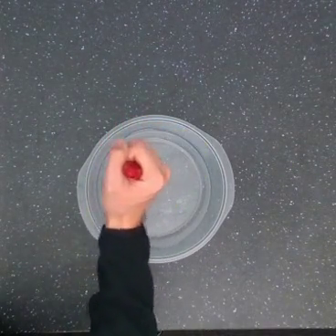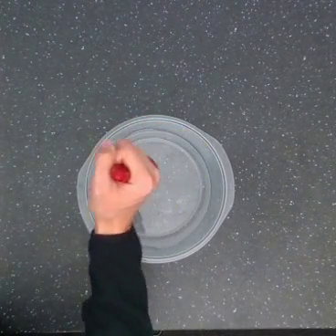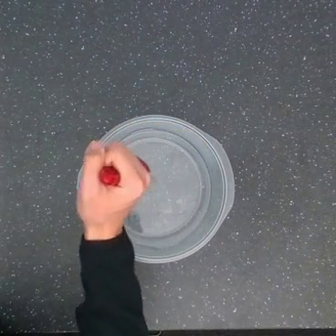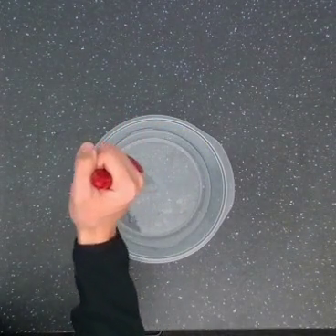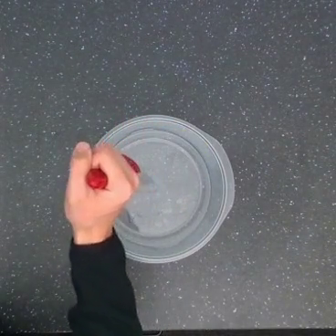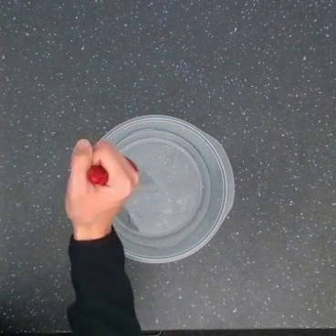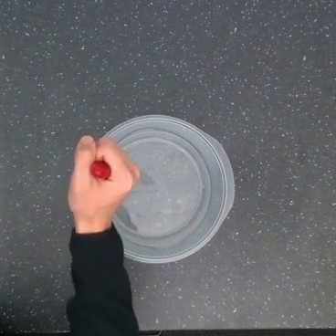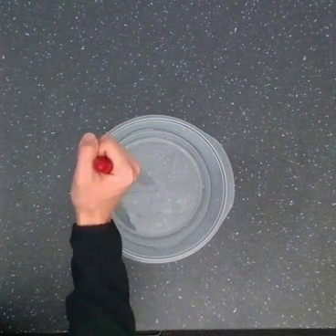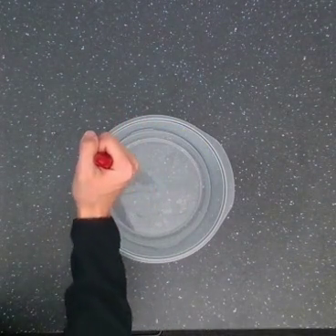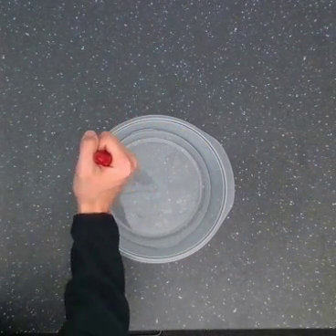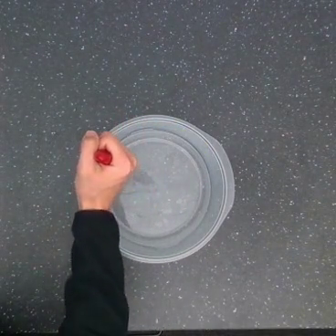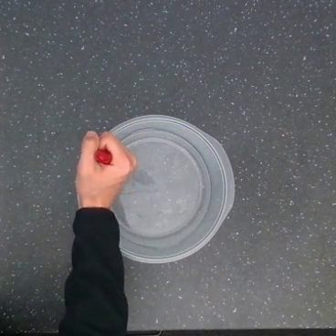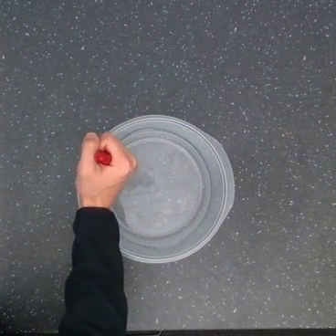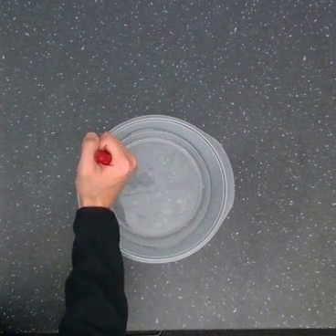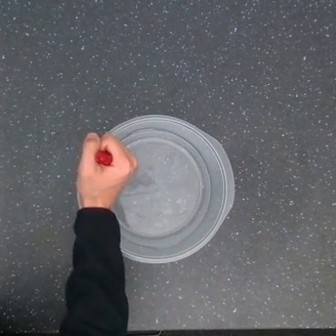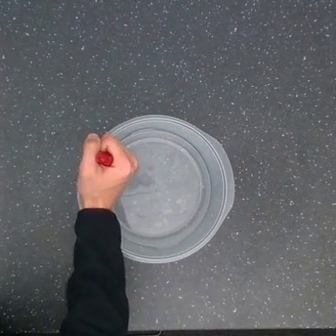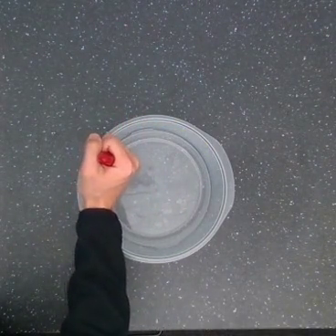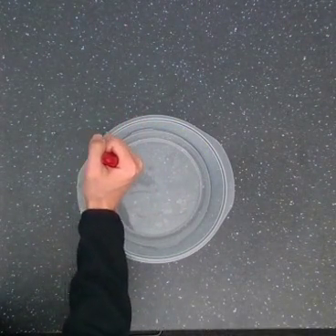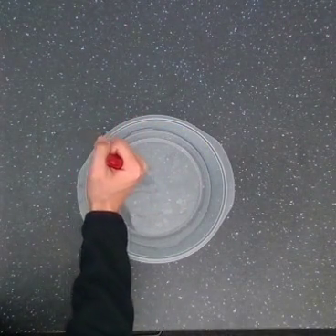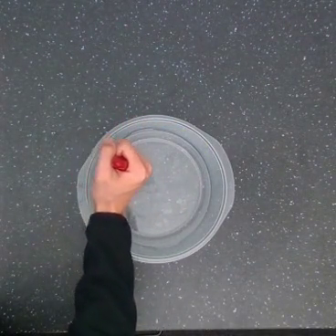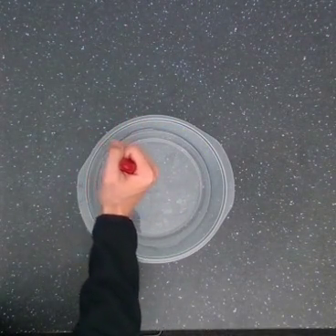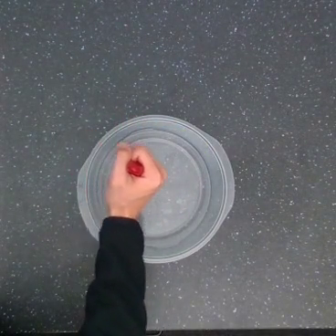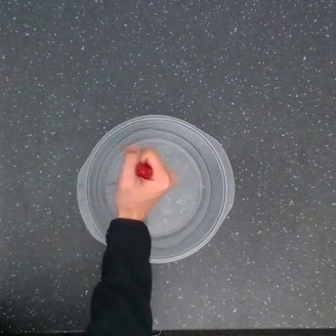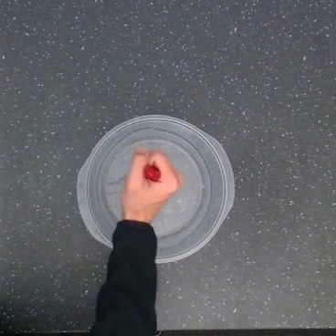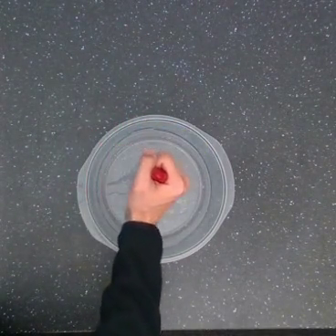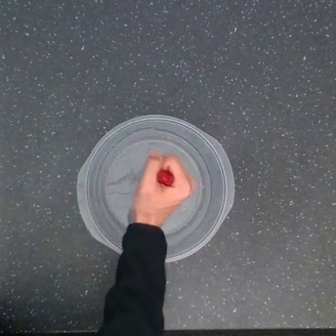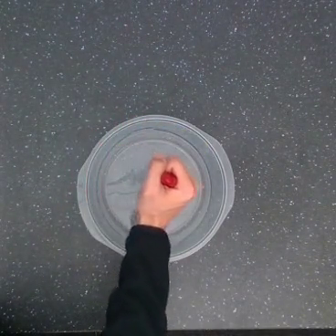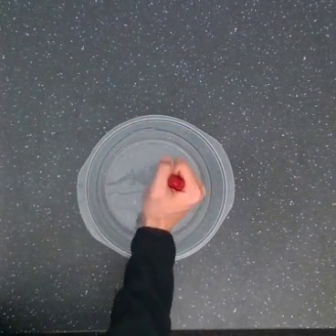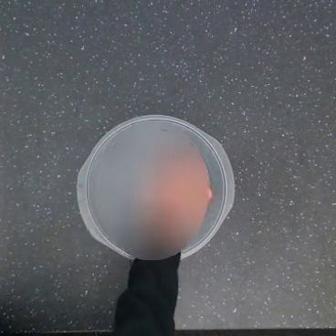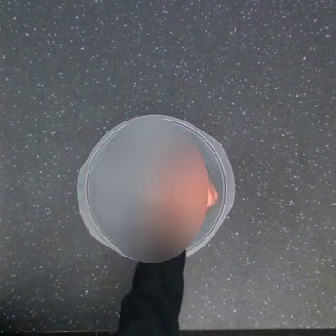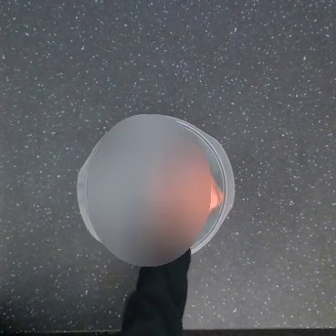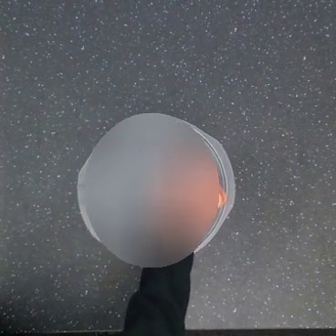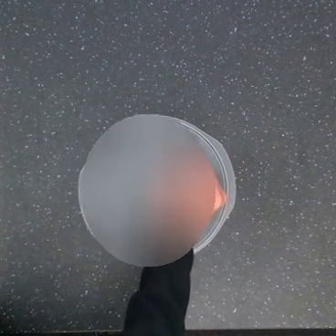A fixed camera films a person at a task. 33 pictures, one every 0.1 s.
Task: stir.
0.0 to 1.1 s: The hand goes to the left, then upward.
1.1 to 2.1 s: The hand goes to the right.
2.1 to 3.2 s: The hand goes to the right.
